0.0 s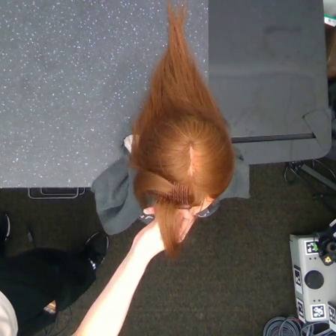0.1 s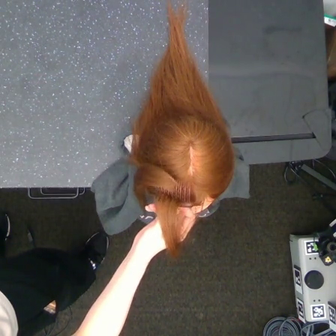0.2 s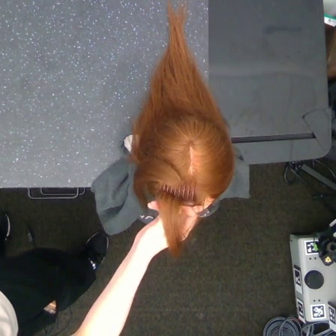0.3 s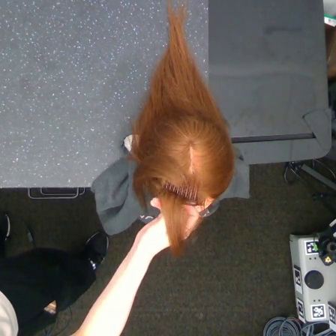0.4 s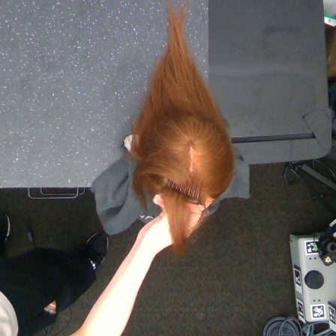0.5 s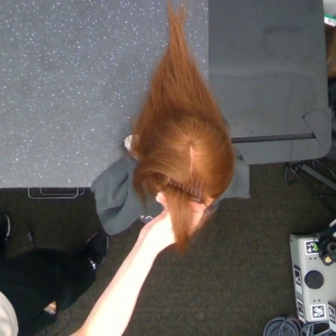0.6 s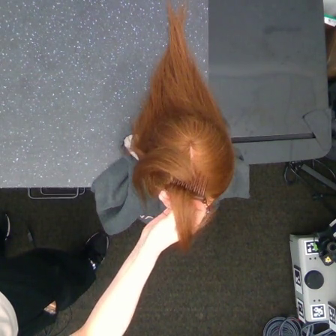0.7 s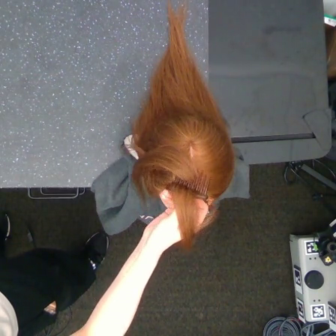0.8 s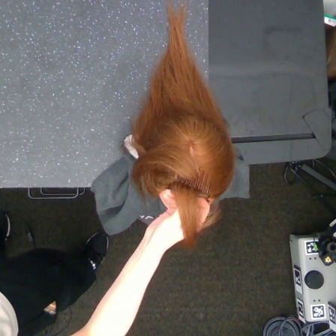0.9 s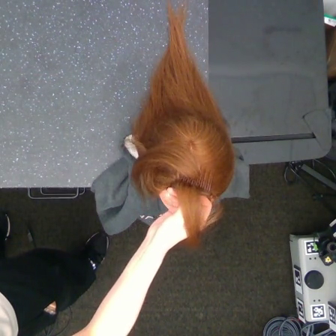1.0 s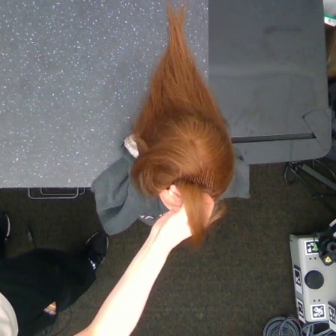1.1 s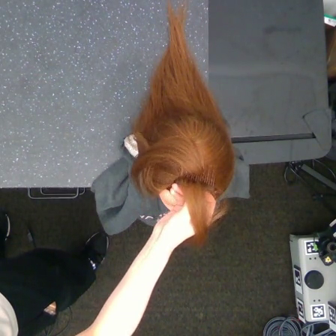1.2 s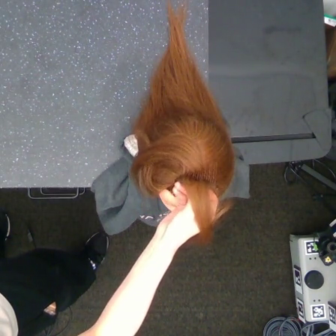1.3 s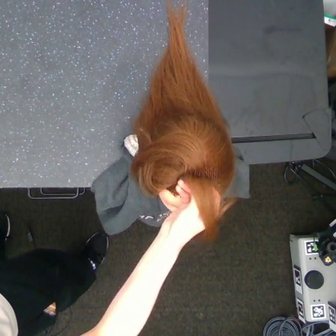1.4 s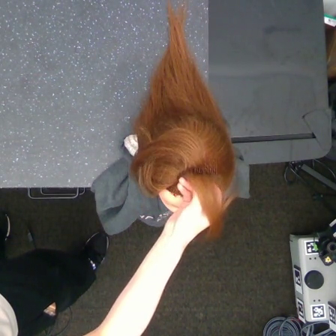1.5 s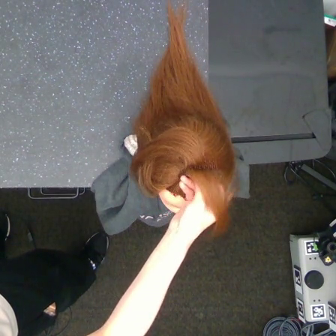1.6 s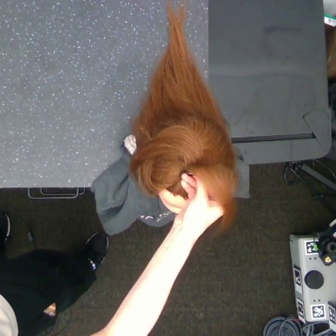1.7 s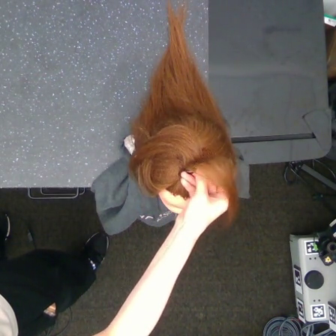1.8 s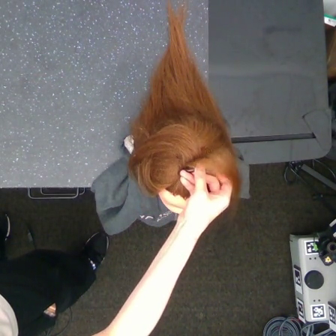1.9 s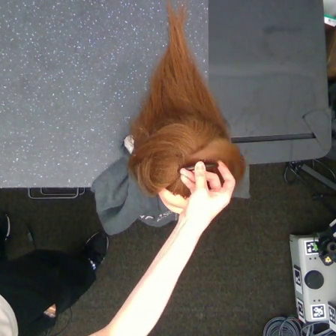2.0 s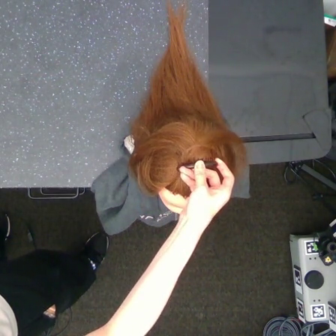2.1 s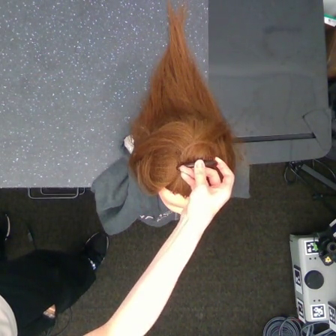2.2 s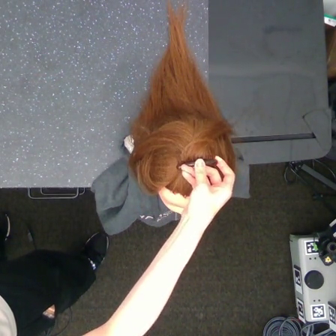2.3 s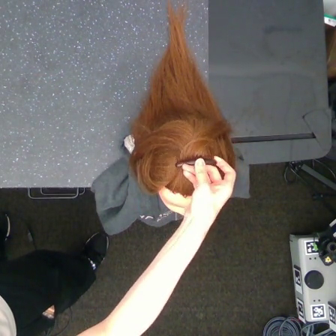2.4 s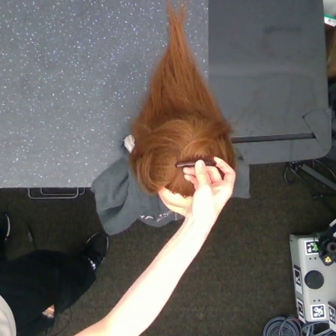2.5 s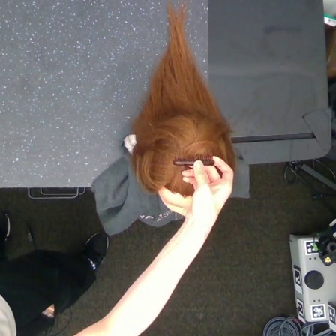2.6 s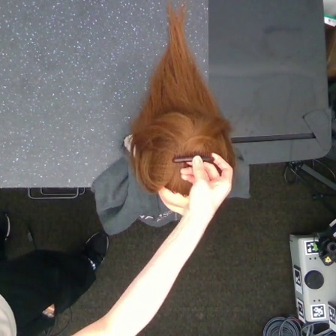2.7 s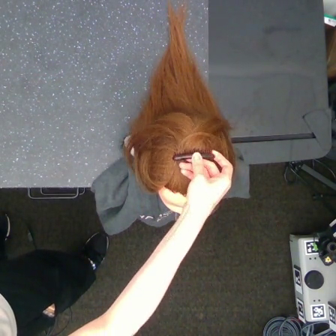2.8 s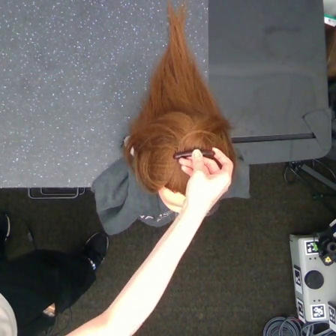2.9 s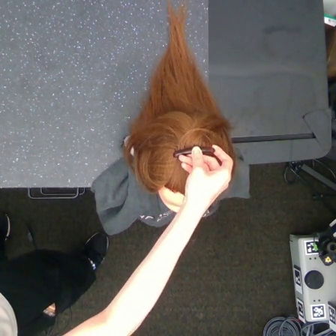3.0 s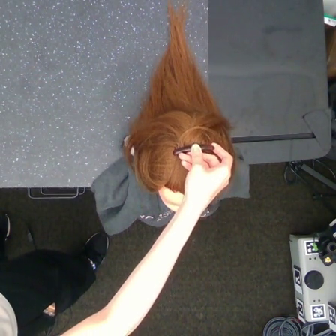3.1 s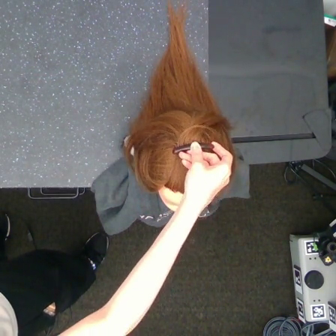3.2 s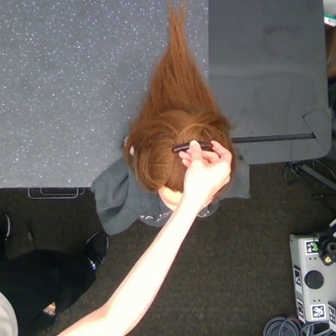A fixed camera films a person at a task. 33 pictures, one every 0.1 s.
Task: tidy front hair.
0.0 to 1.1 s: The hand stays where it is.
1.1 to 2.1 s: The hand goes upward and to the right.
2.1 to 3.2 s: The hand goes upward.
